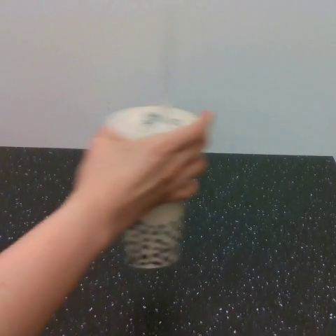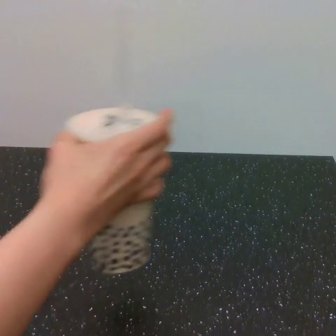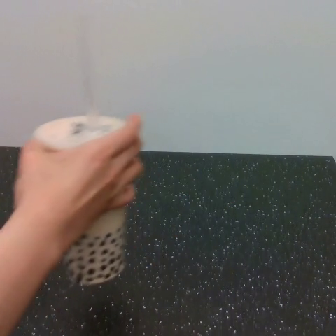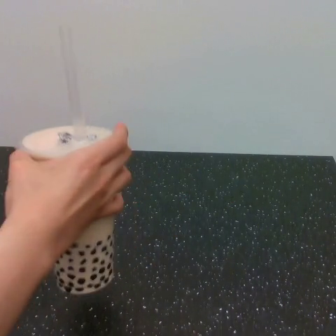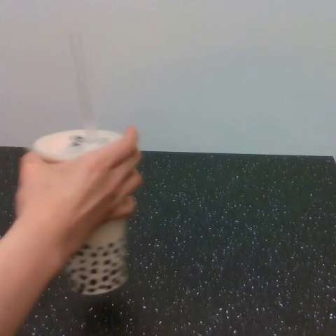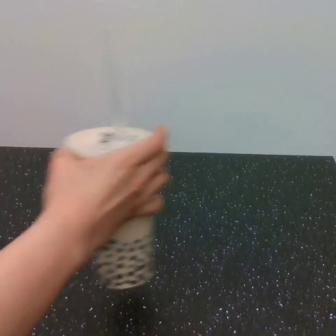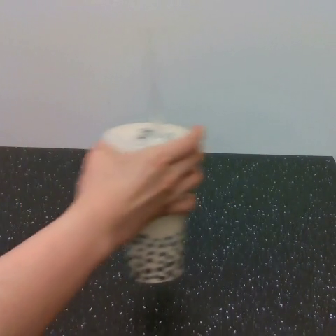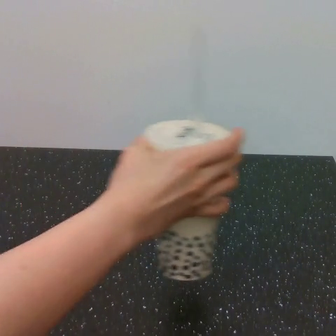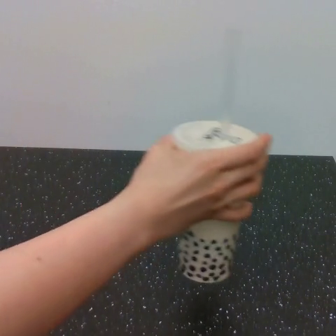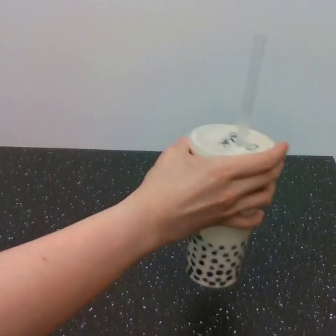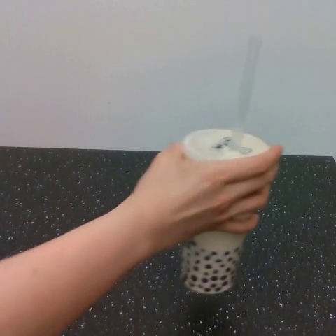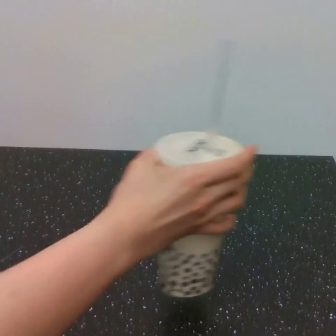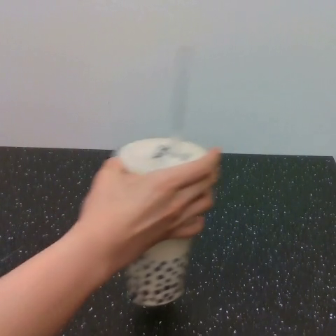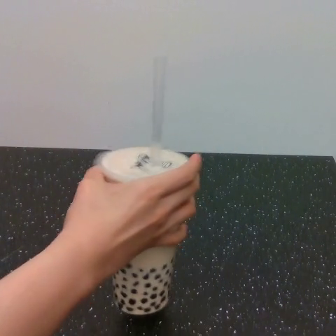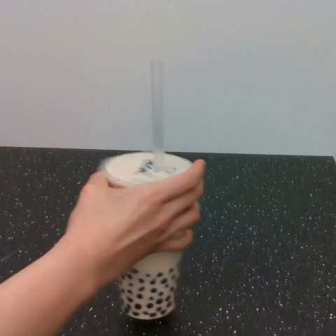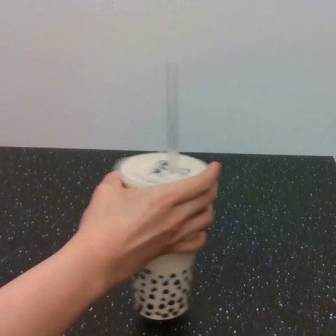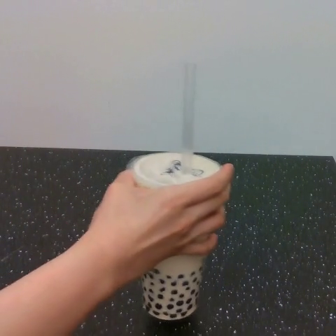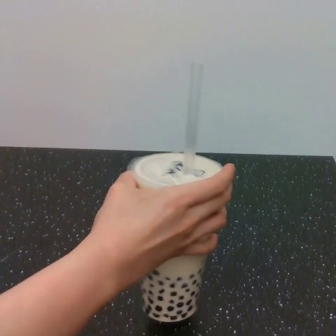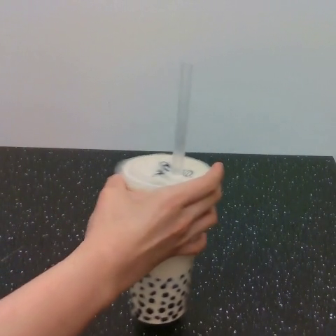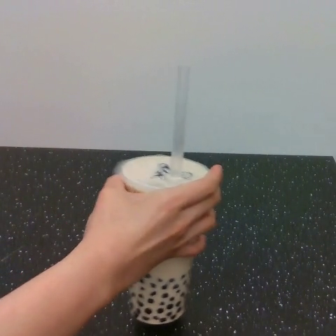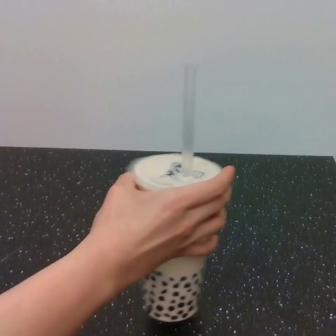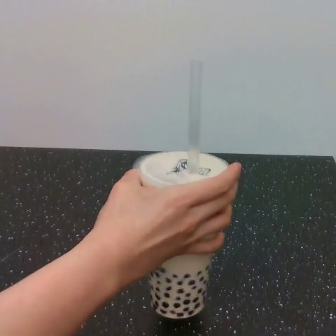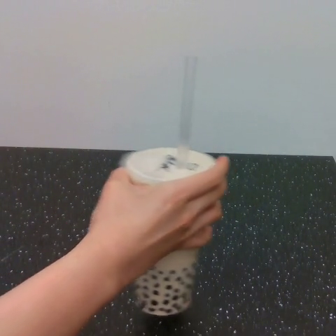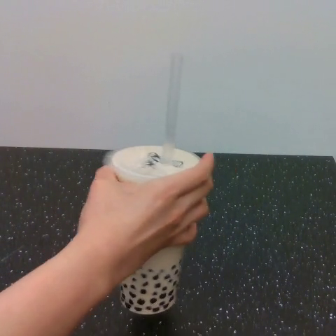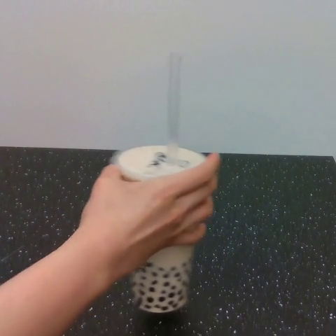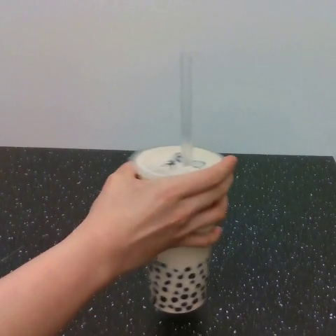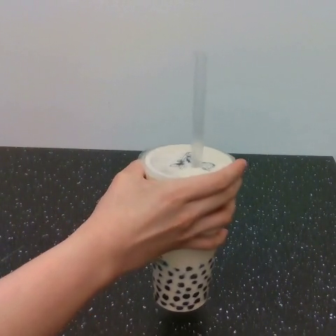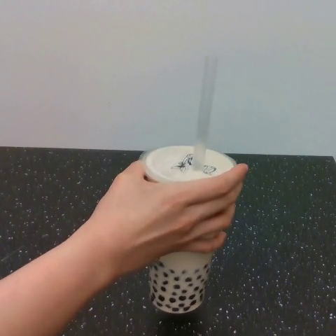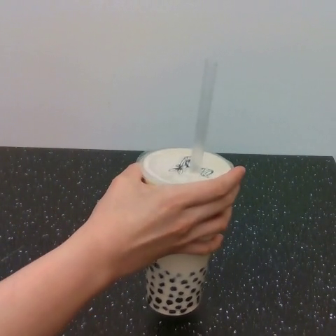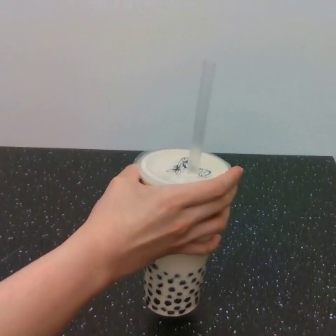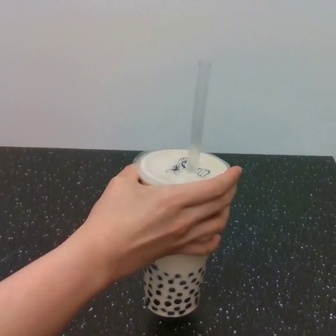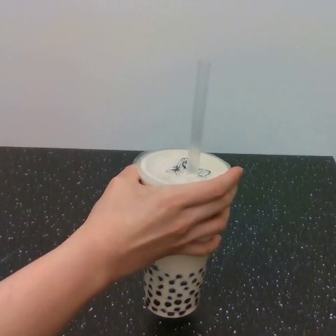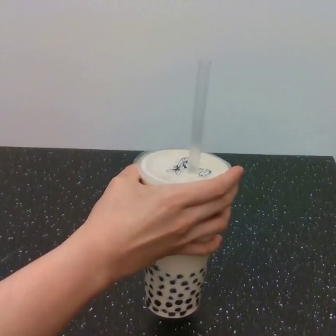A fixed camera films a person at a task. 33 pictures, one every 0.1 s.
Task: shake the boba.
0.0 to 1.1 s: The hand goes to the left, then to the right.
1.1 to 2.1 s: The hand goes to the left, then to the right.
2.1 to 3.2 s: The hand goes to the left, then to the right.
